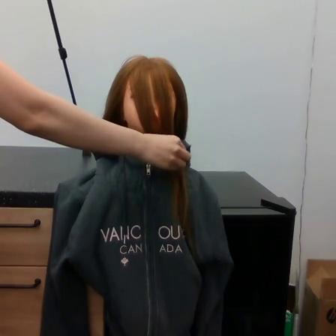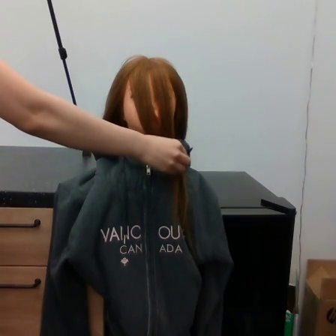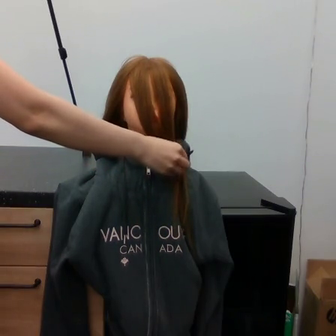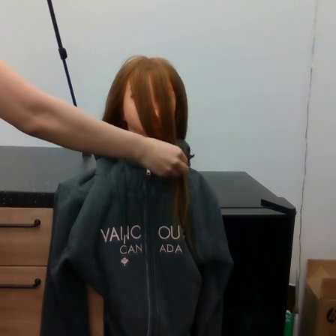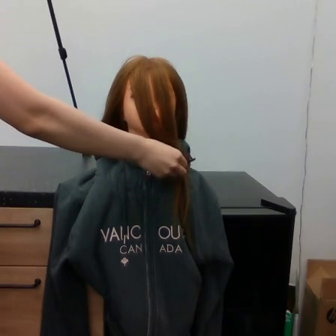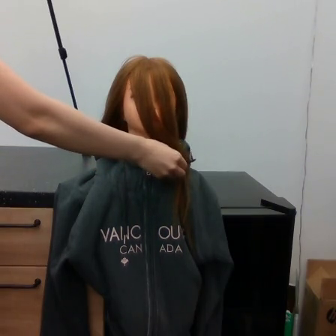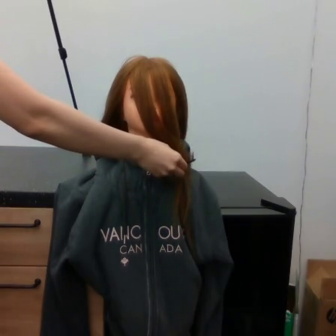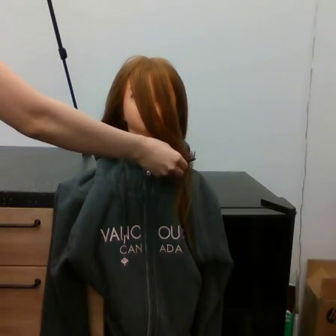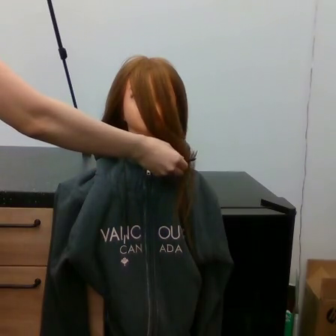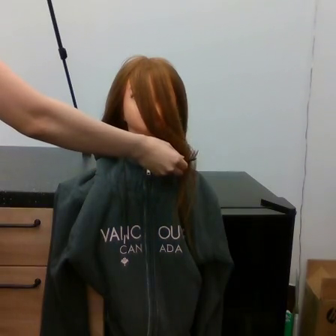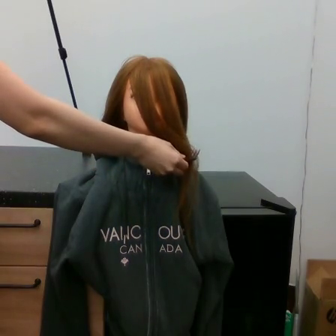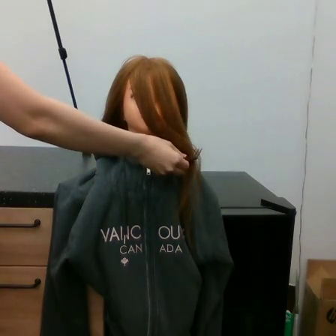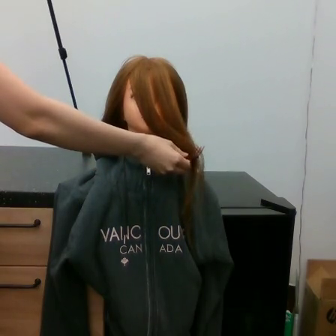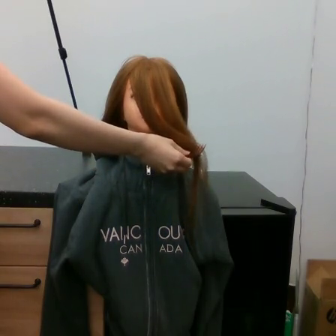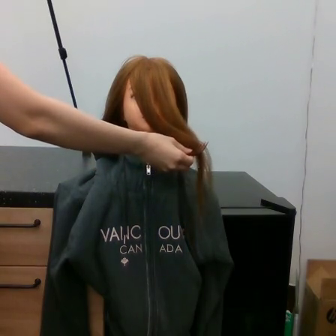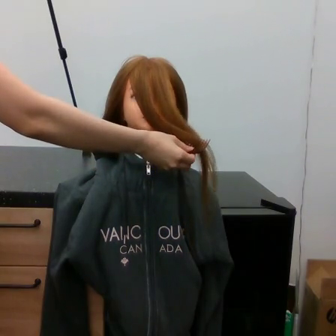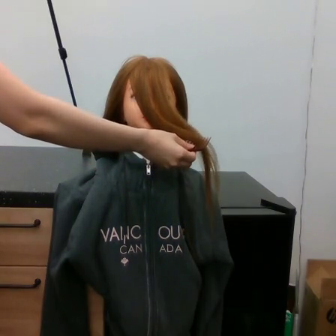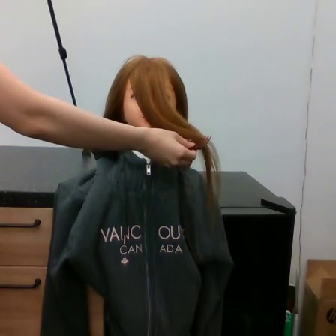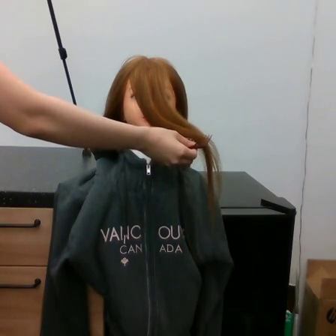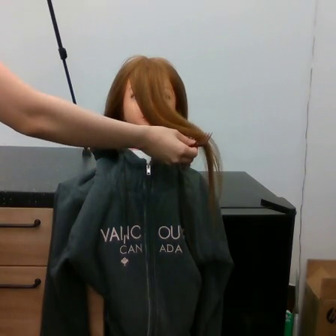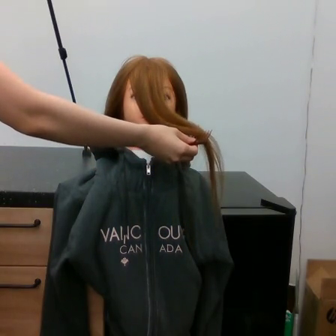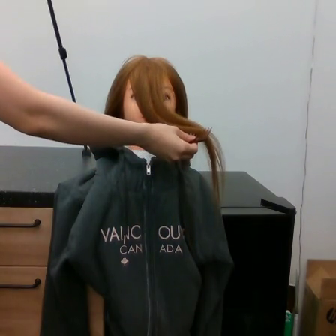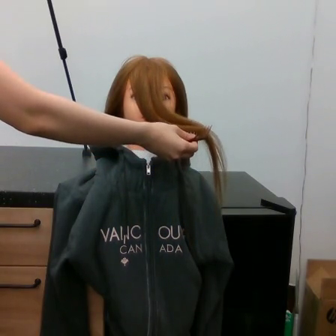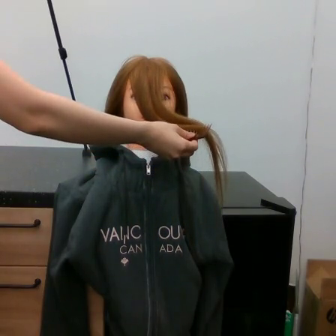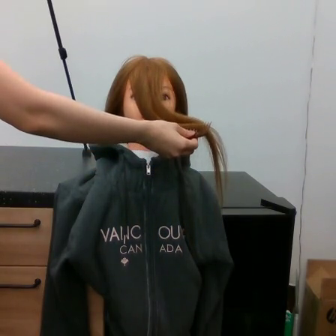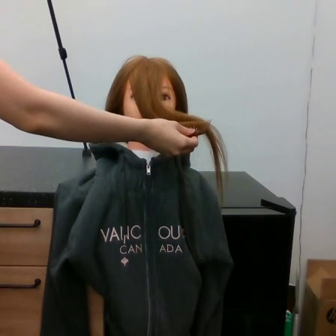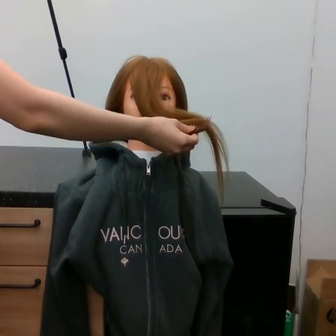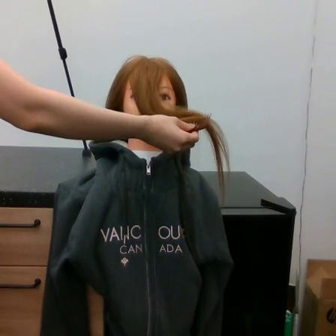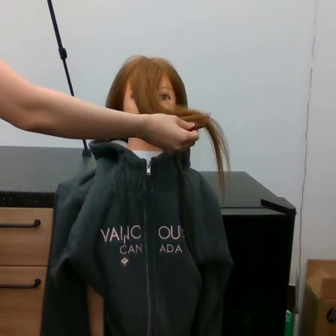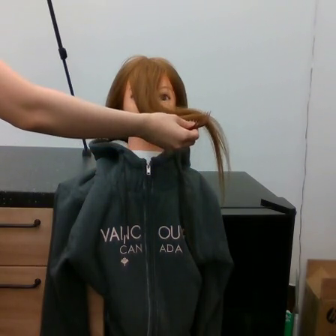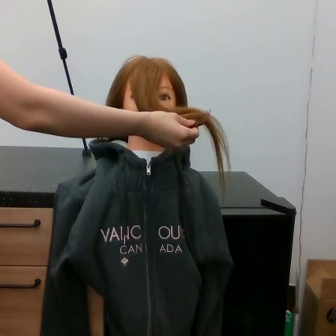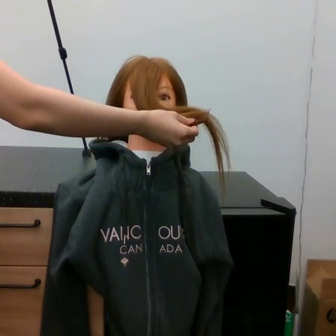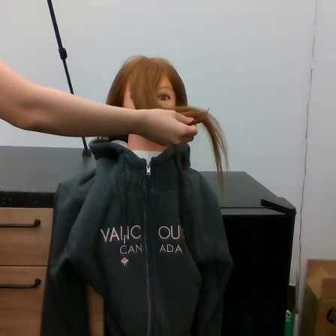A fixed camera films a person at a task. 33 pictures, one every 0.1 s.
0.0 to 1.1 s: The hand moves only a little.
1.1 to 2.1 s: The hand goes upward.
2.1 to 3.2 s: The hand goes upward.
Task: tidy front hair.
